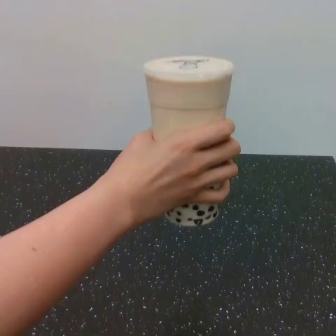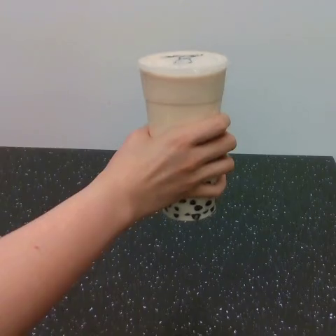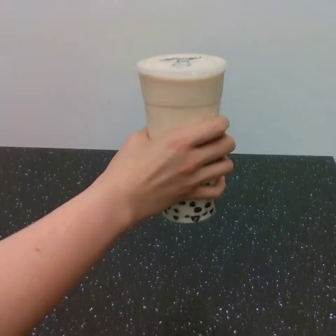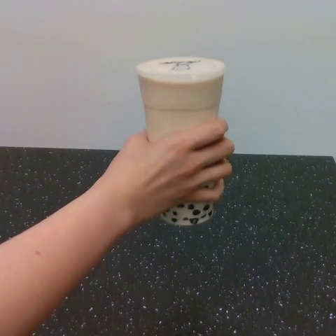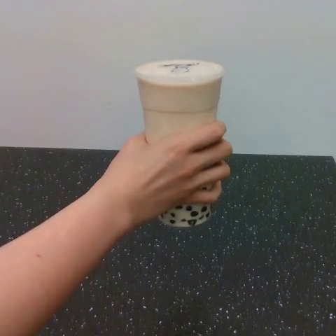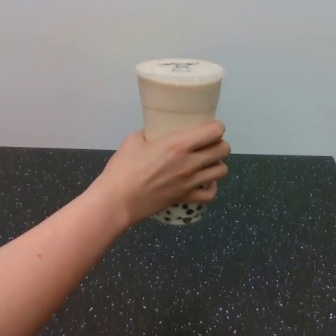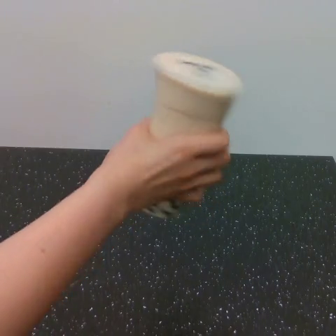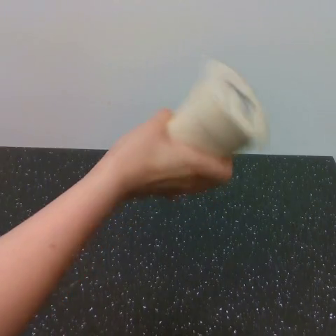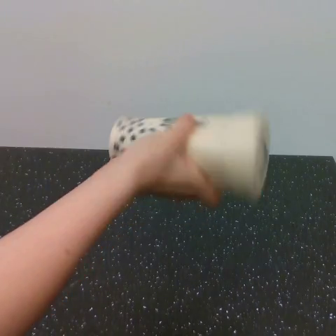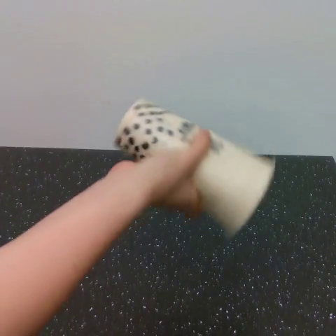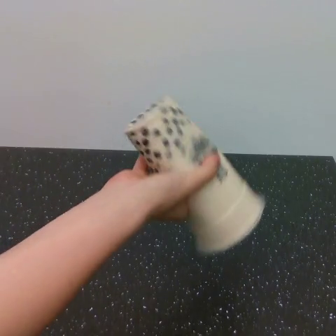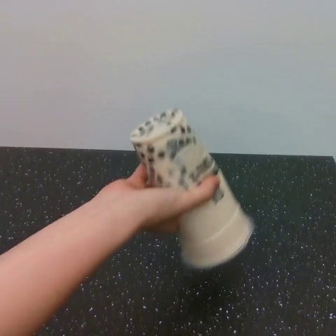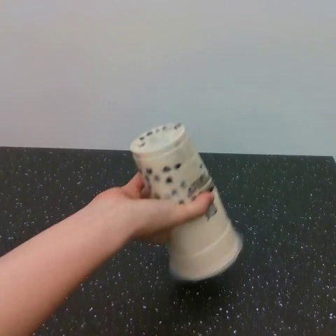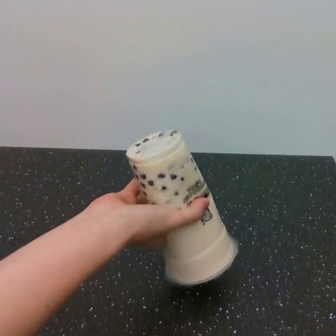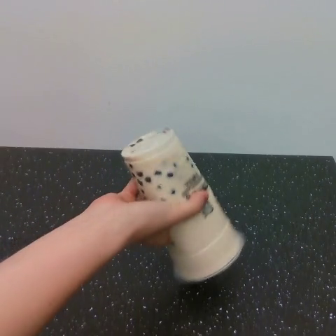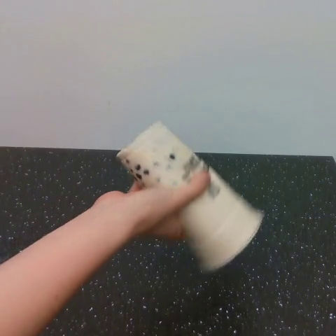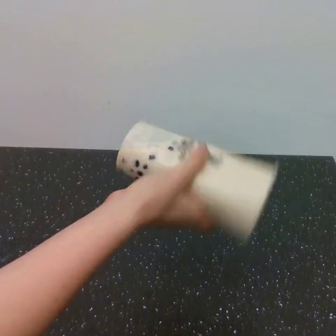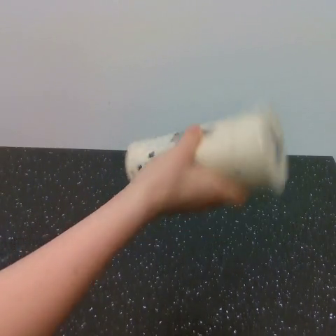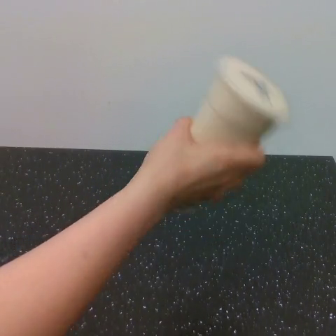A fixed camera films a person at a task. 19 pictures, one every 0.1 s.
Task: shake the boba.
Motion: completely flip the object to the right and flip it back to its initial state.
0.0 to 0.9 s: The hand goes downward and to the left.
0.9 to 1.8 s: The hand goes to the right.
